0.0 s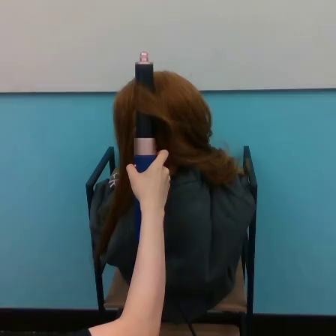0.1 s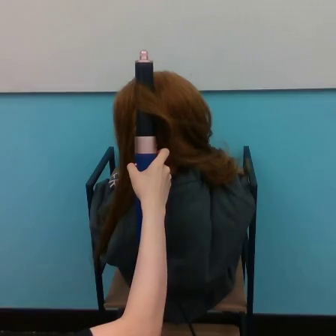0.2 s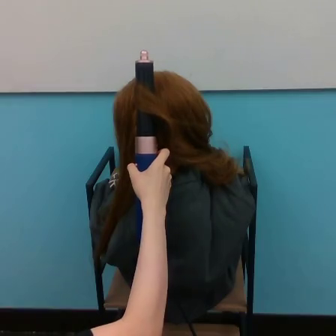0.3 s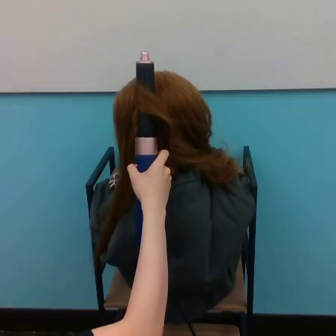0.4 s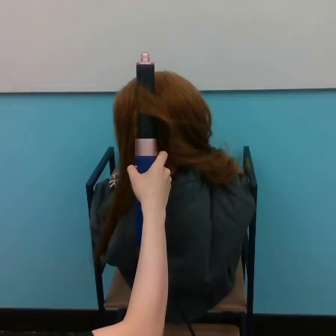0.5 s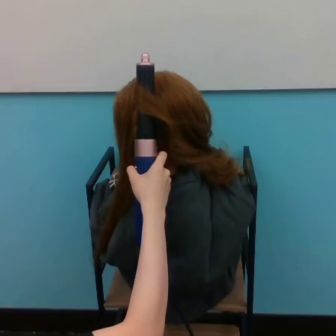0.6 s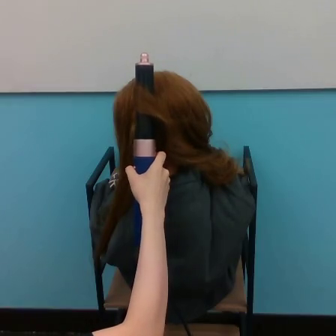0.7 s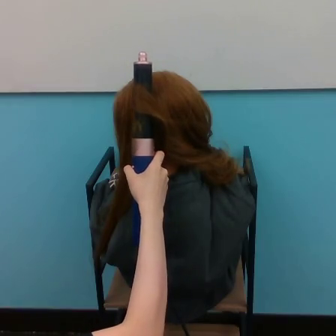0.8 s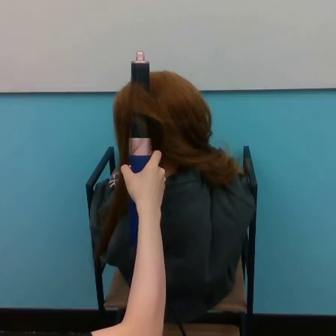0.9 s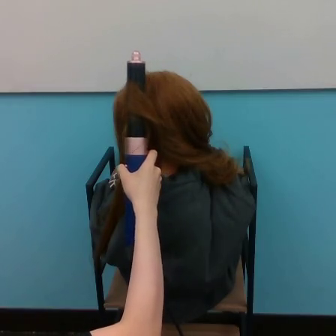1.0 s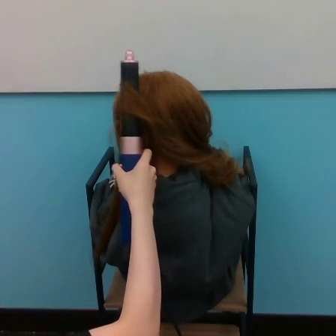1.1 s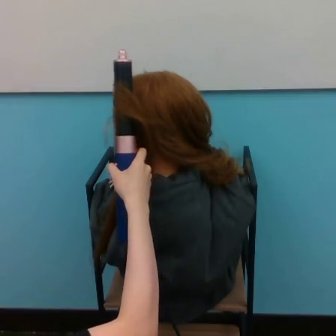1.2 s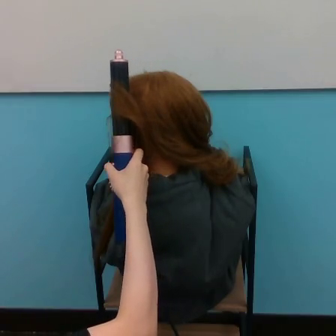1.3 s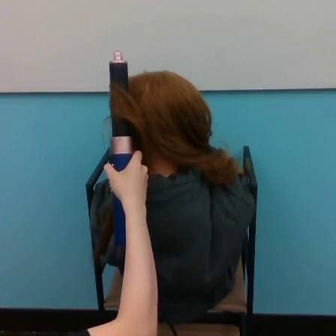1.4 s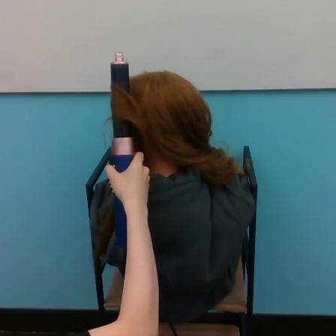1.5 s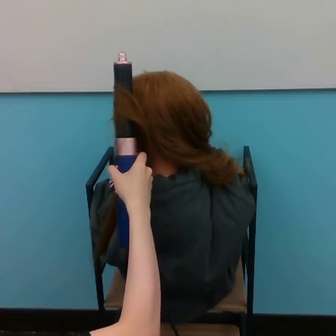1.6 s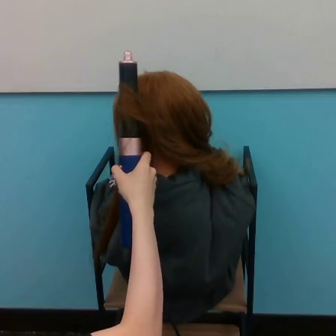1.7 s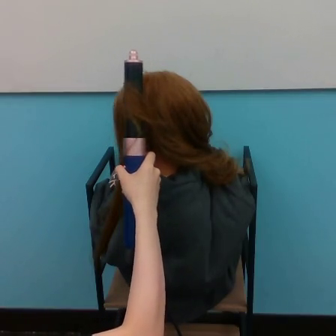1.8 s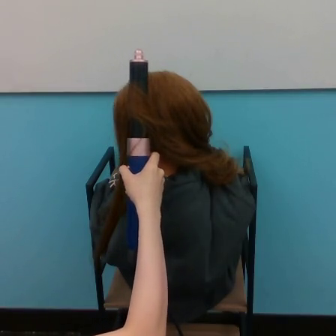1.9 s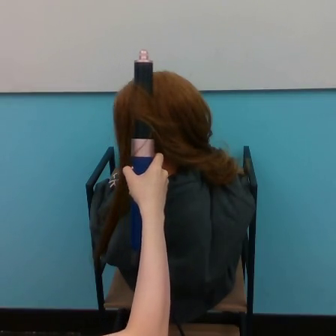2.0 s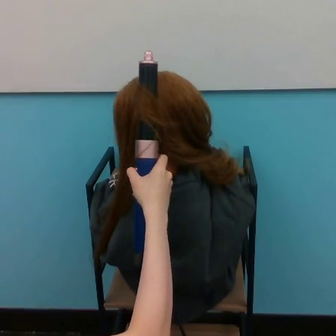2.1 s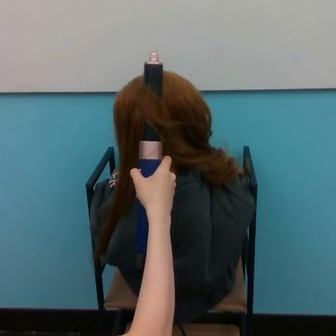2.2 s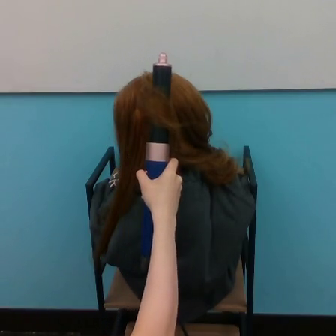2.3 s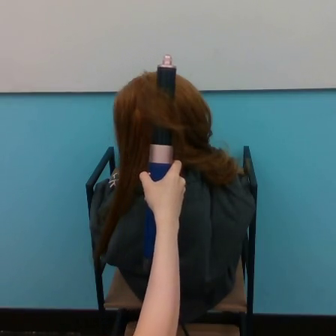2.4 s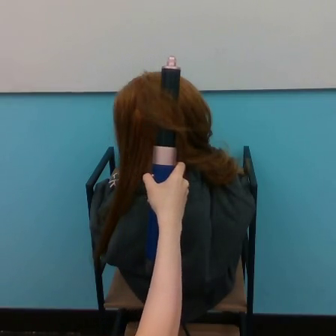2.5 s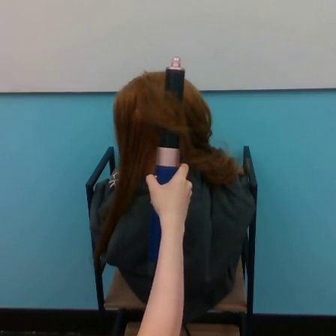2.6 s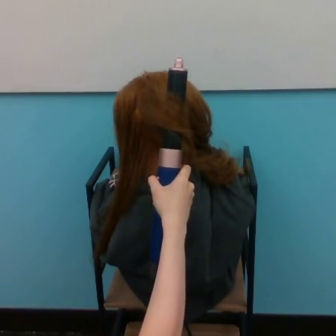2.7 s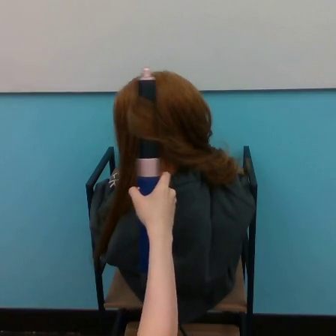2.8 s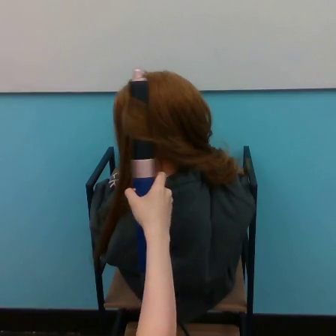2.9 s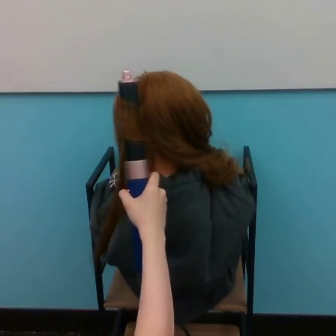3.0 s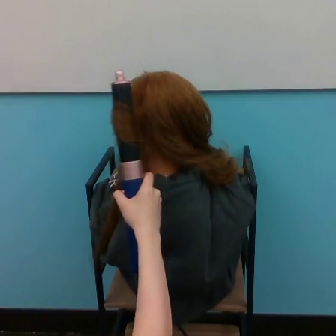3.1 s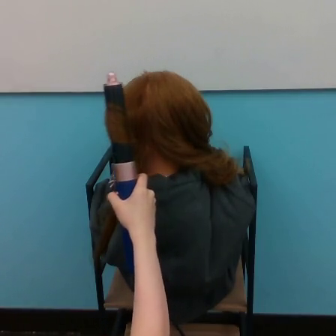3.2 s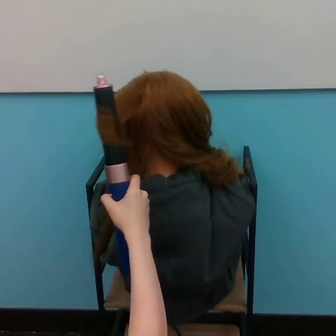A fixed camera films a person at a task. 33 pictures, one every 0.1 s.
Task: curl hair.
0.0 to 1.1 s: The hand goes to the left.
1.1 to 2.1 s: The hand goes to the right.
2.1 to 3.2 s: The hand goes to the left and downward.
